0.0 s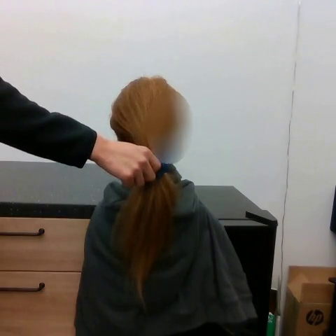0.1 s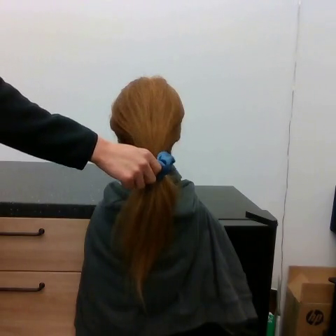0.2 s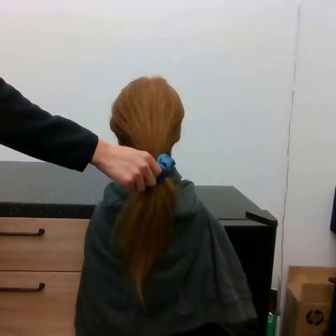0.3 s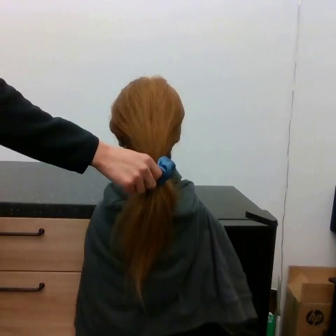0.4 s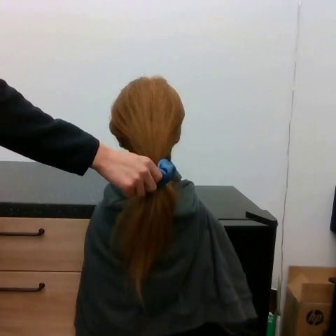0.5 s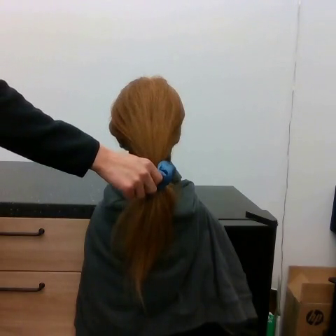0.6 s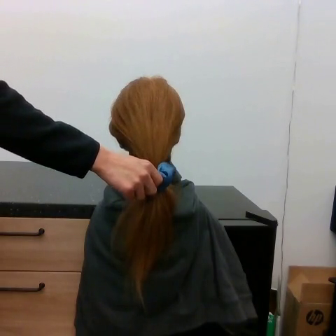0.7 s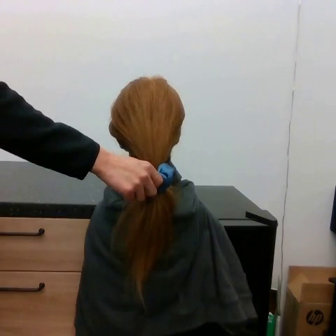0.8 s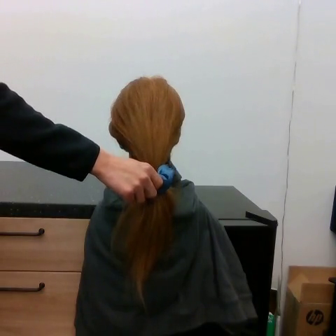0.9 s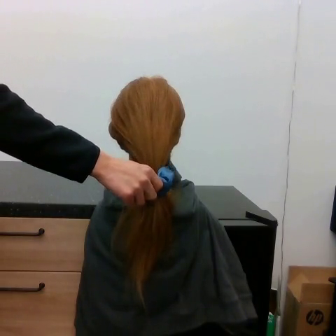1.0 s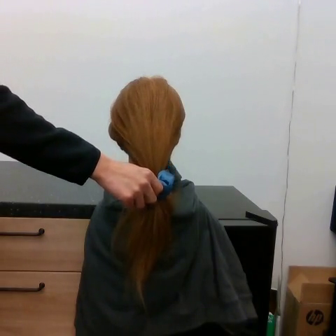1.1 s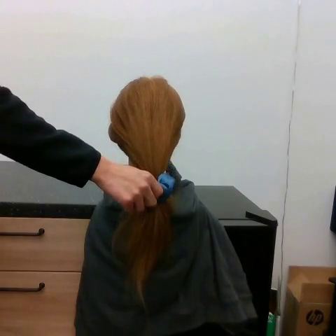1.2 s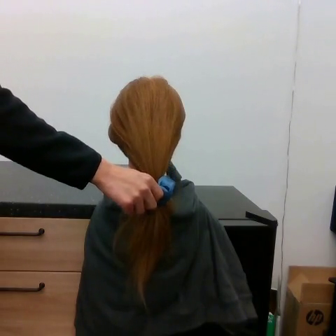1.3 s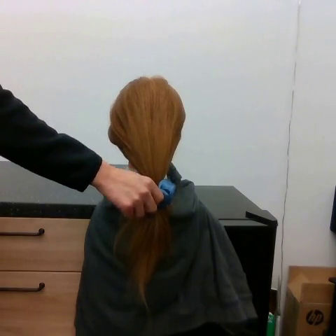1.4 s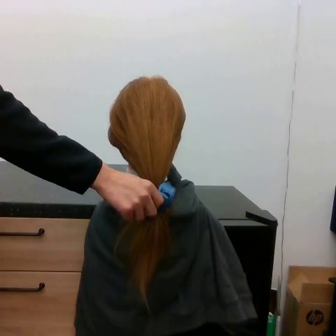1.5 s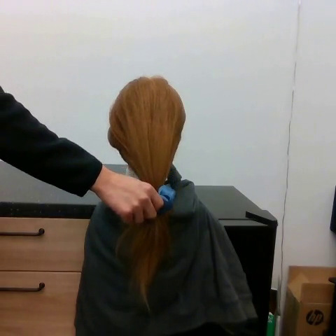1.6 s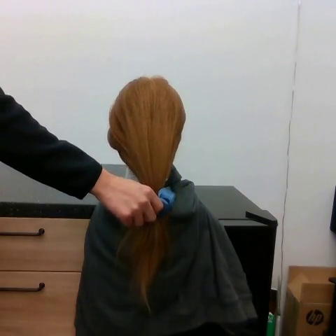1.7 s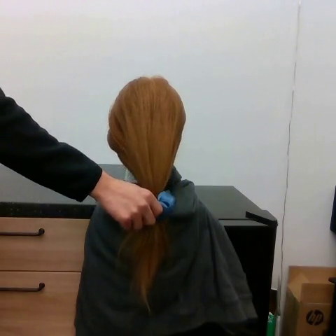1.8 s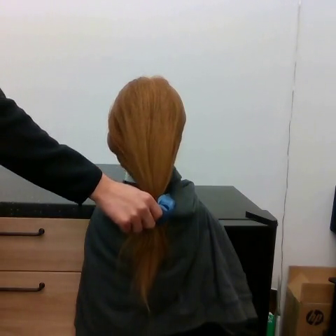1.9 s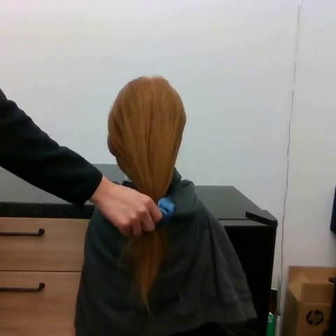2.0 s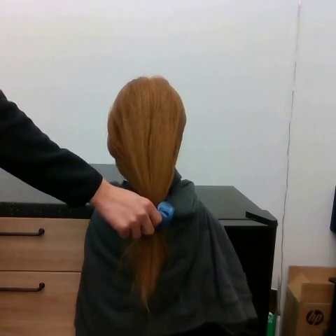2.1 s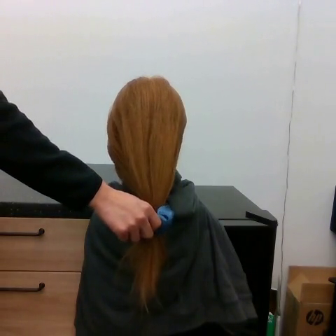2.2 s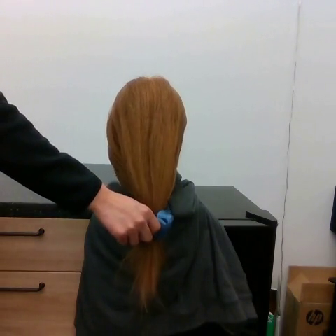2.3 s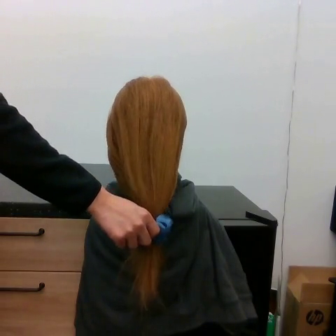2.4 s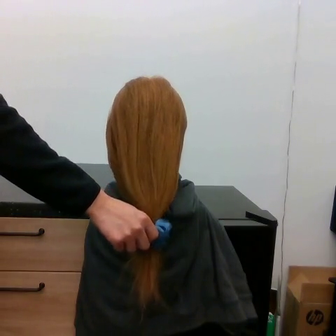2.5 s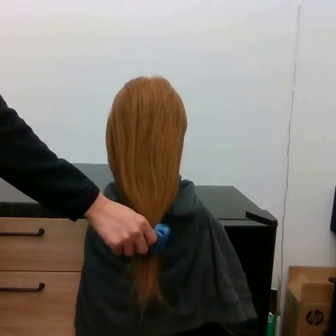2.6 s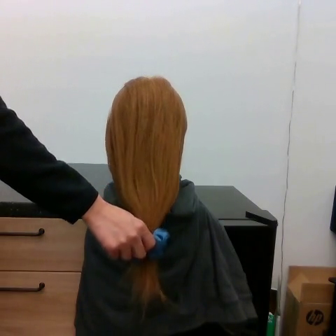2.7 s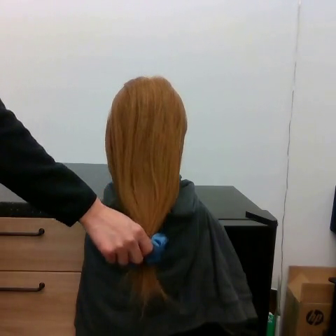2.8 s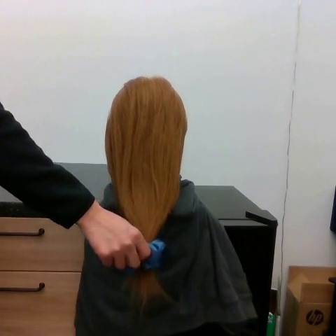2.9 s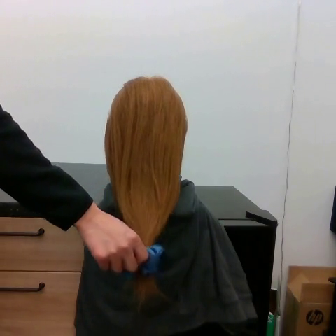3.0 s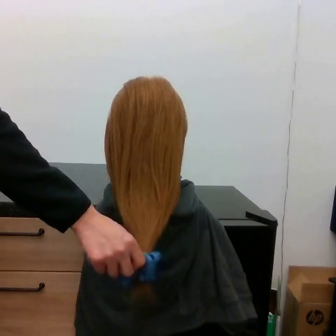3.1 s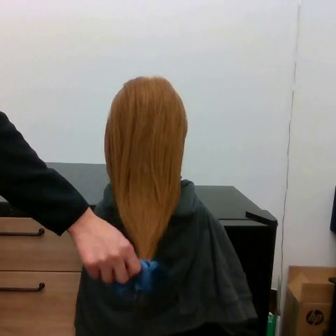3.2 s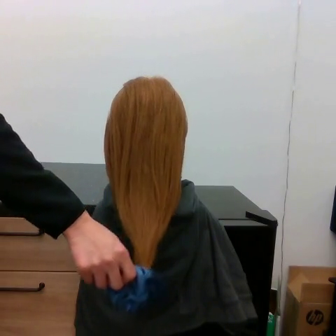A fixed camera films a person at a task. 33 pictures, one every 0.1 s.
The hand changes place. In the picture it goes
downward.
0.0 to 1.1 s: The hand goes downward.
1.1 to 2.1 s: The hand goes downward.
2.1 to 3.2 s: The hand goes downward and to the left.
Task: remove hair tie.
